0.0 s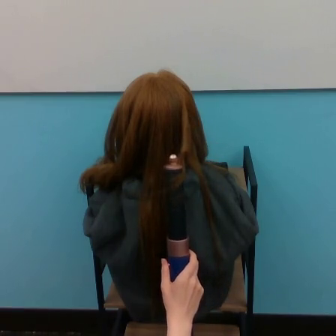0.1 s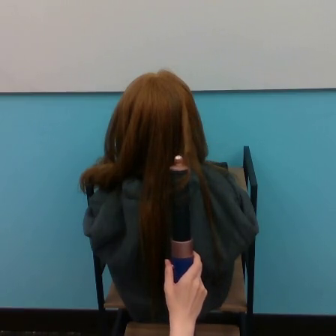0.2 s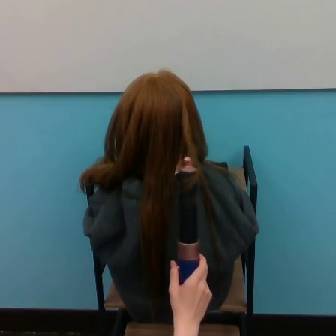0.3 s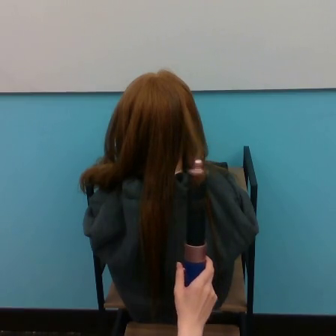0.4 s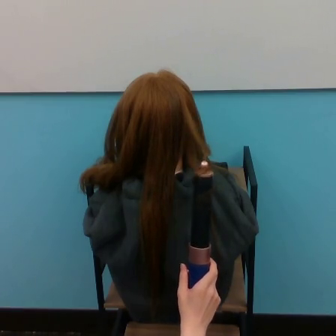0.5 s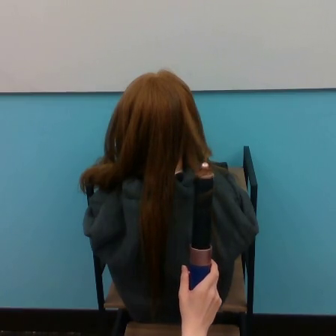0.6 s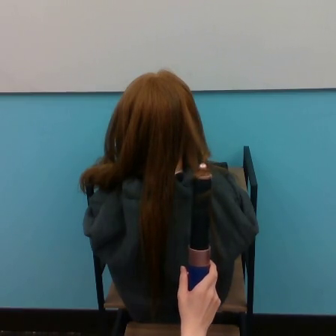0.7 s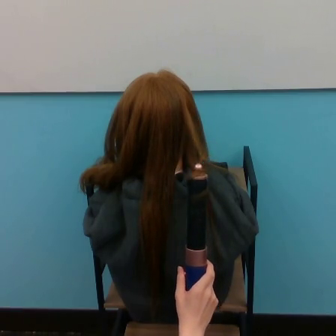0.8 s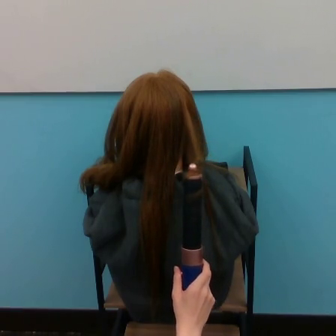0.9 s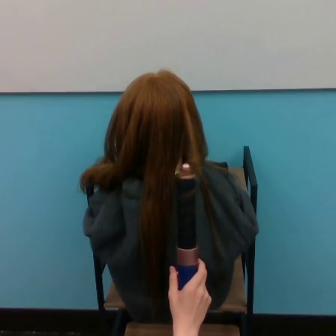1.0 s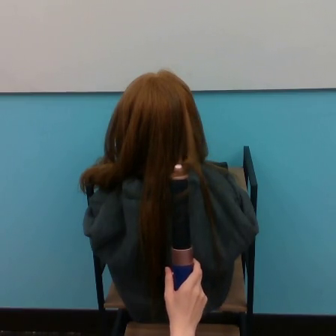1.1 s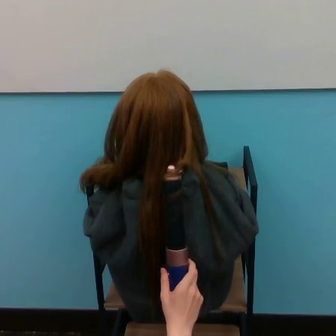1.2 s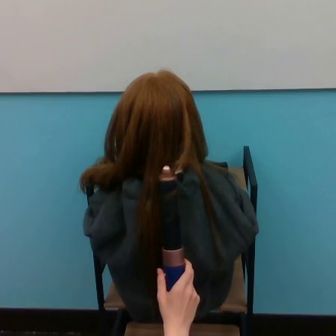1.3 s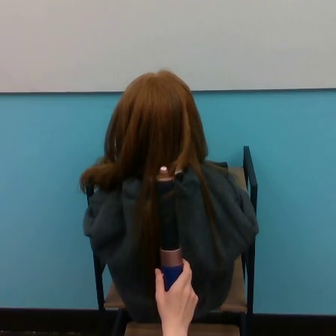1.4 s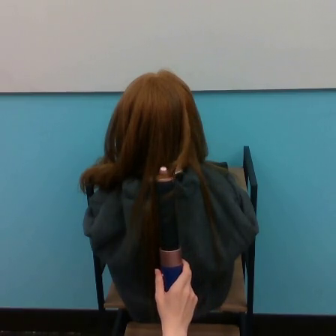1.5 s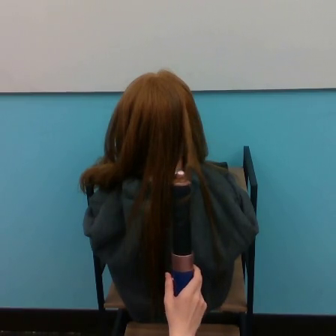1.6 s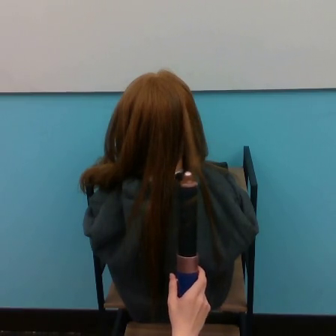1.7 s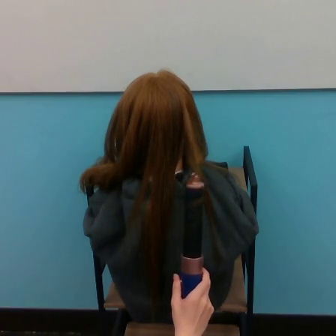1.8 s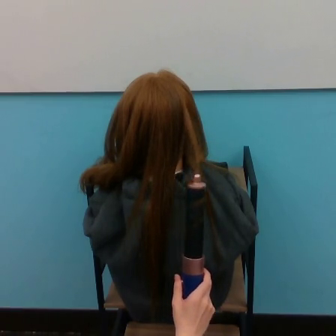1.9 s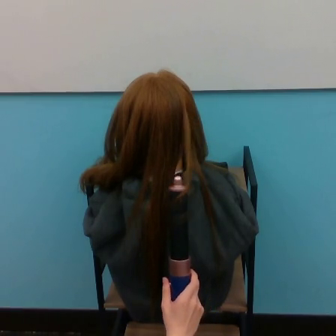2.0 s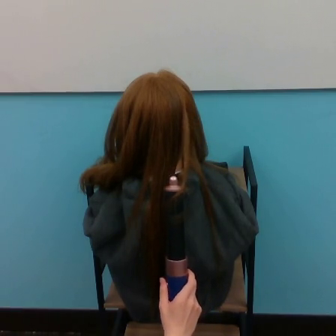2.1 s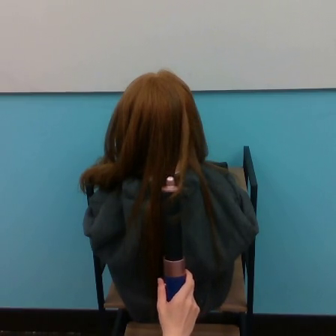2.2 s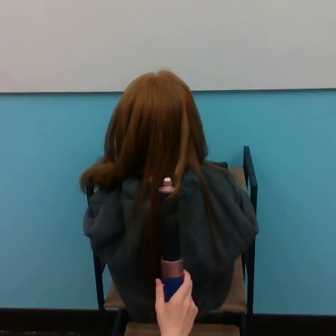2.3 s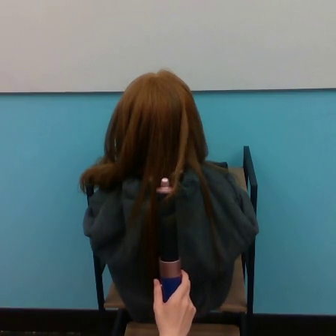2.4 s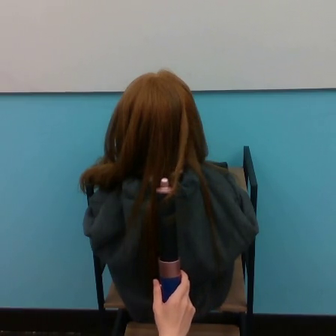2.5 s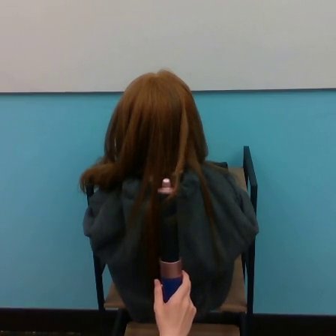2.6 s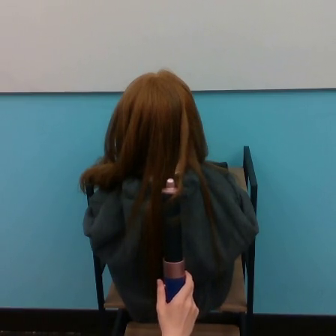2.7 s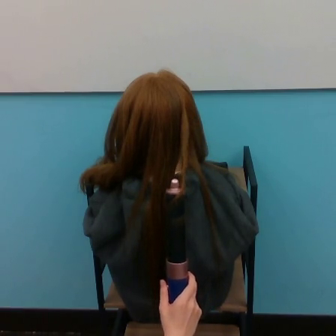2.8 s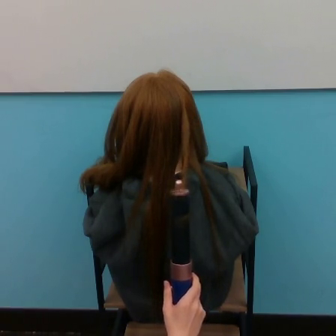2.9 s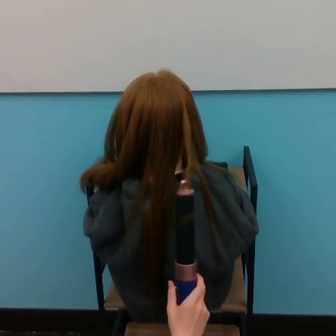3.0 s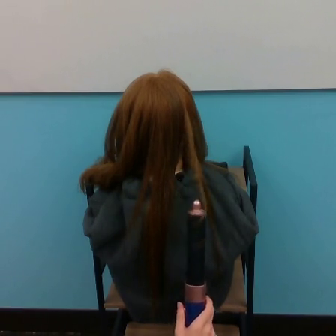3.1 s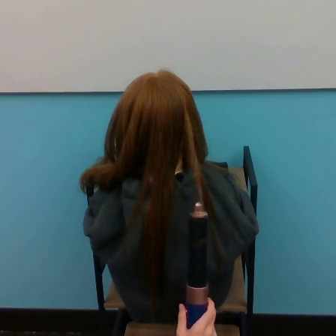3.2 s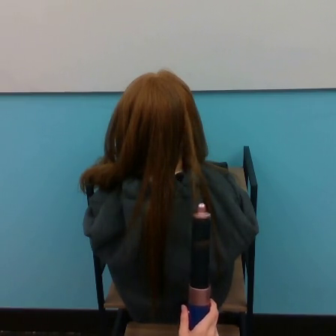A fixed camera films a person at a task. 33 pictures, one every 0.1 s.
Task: curl hair.
0.0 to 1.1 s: The hand goes to the right, then to the left.
1.1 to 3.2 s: The hand goes downward.
